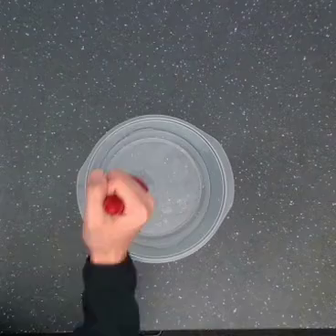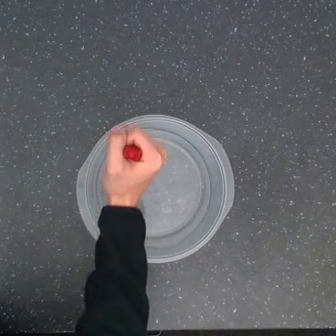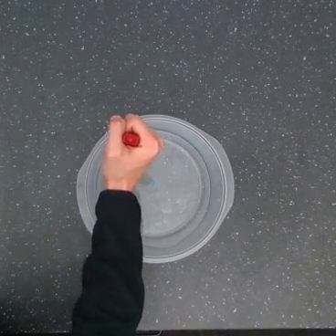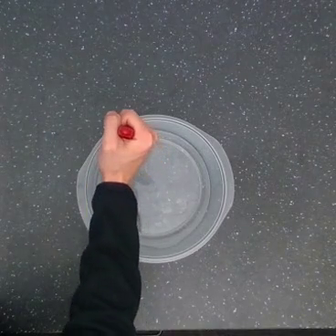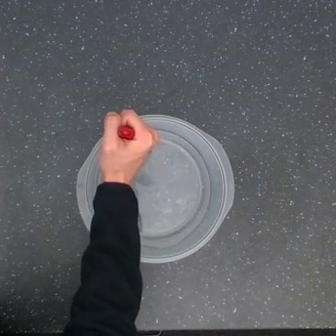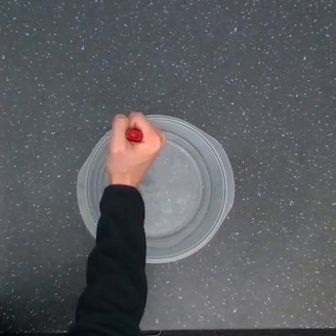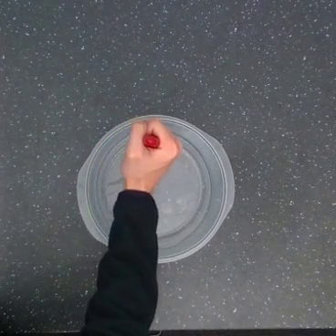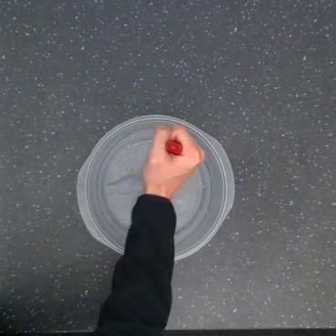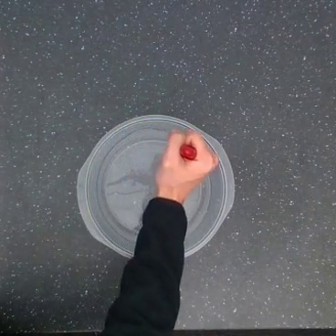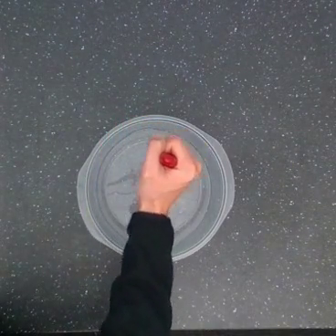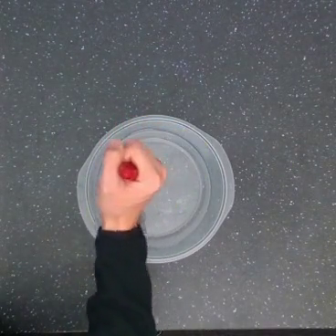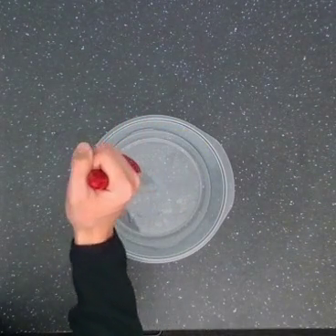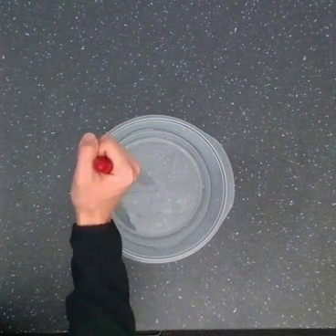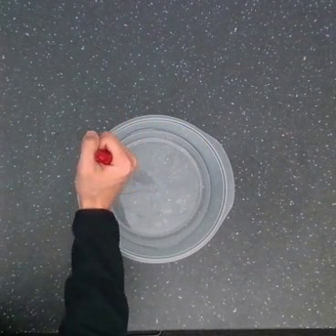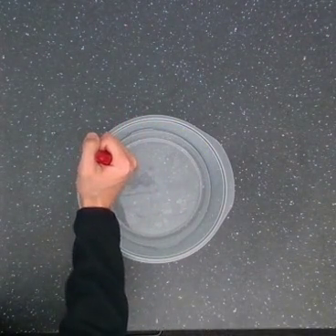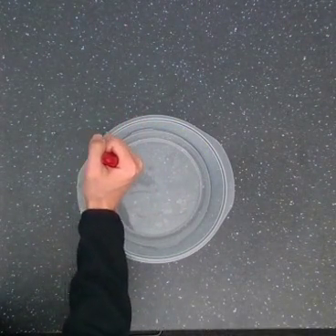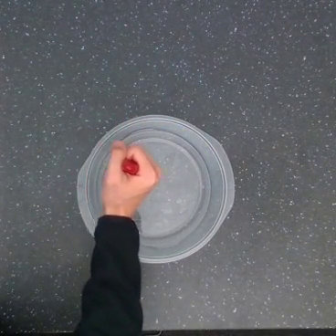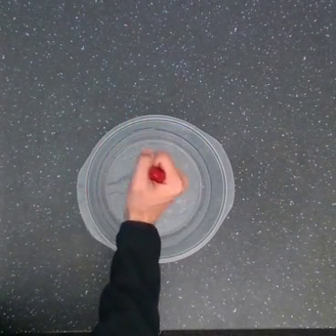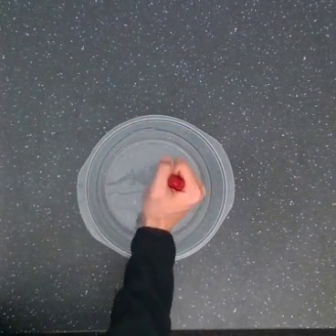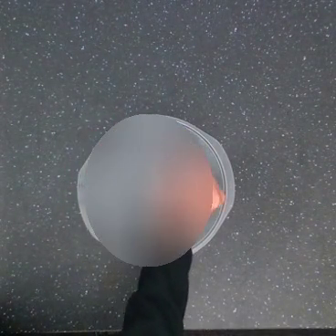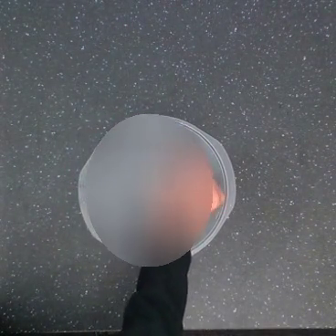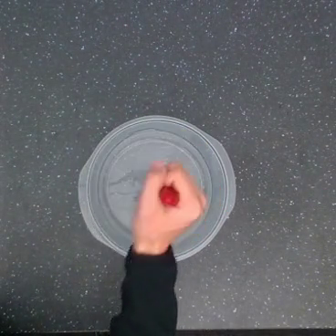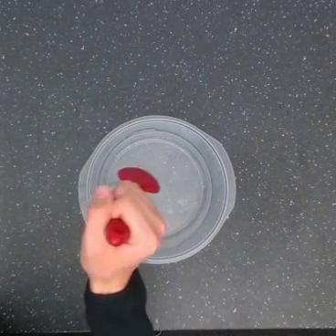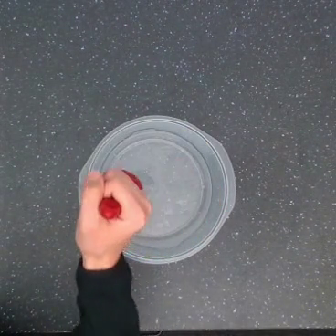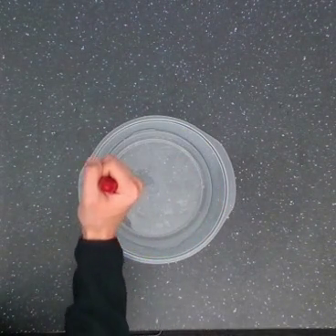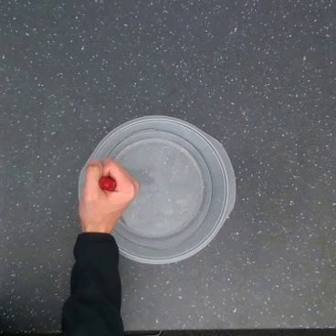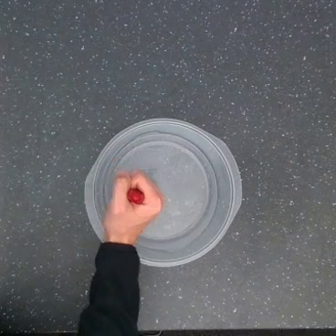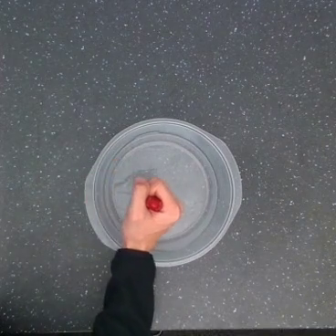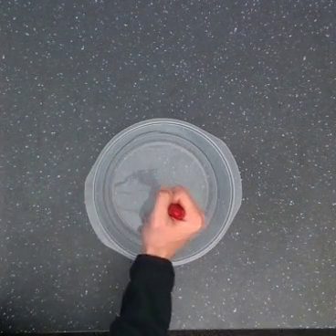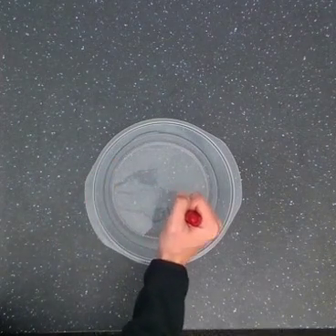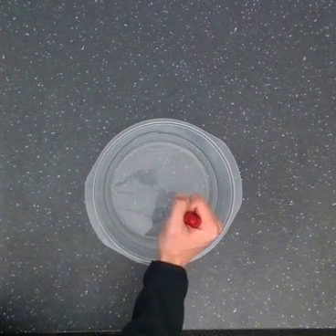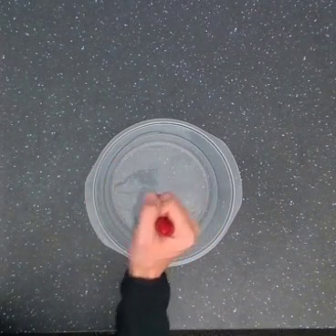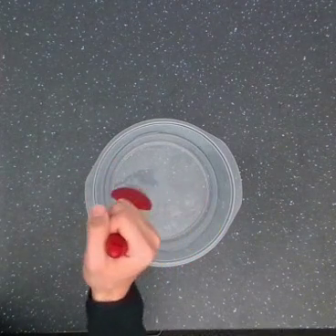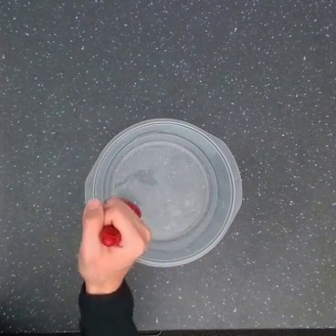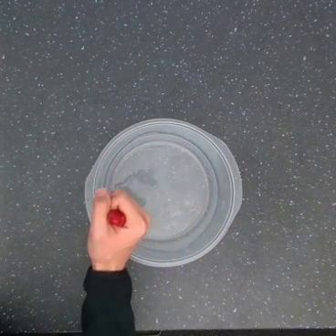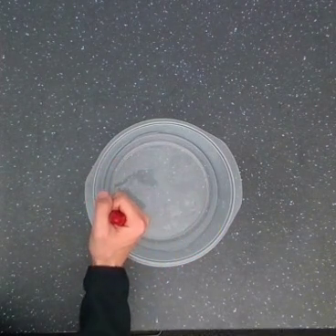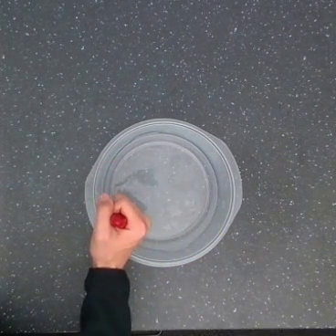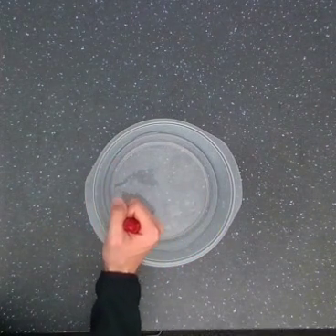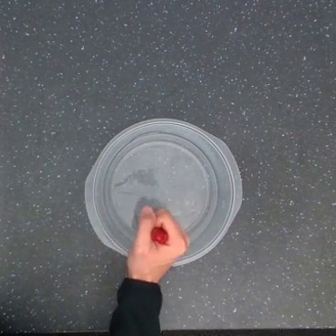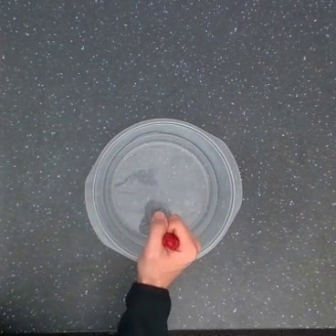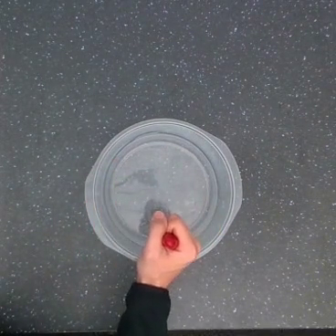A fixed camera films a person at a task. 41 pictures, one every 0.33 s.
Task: stir.
Motion: move upward, then move downward while making diagonal oscillations.
0.00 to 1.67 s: The hand goes upward.
1.67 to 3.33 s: The hand goes to the right, then to the left.
3.33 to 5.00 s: The hand goes to the left, on a clockwise arc.
5.00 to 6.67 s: The hand goes to the right.
6.67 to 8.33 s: The hand goes to the left.
8.33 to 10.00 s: The hand goes to the right and downward.
10.00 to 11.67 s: The hand goes to the left.
11.67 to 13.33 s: The hand goes to the right and downward.
